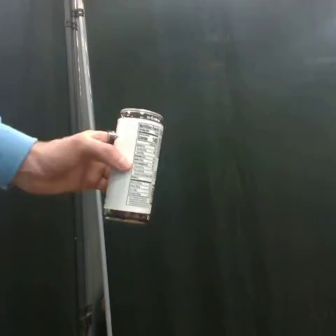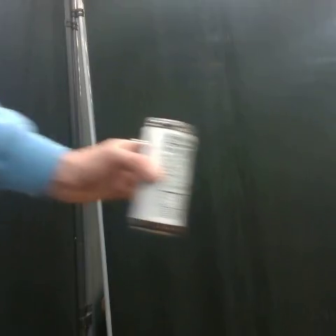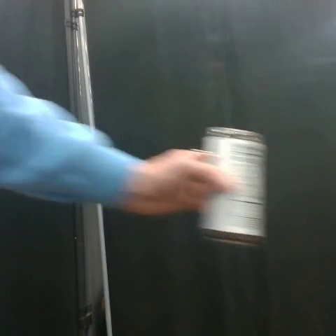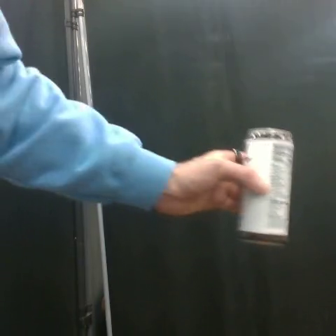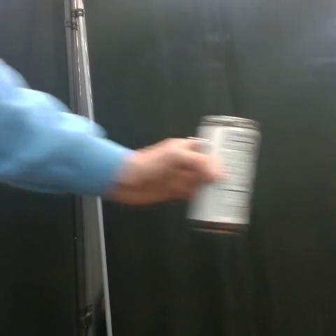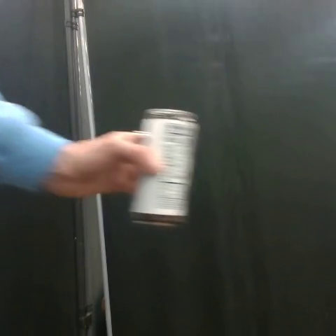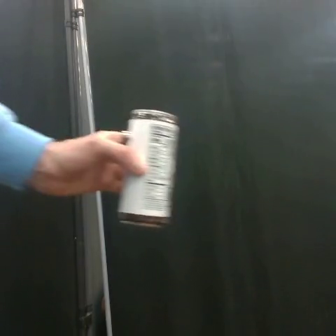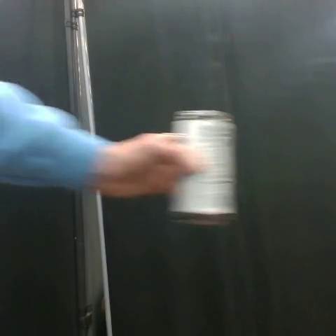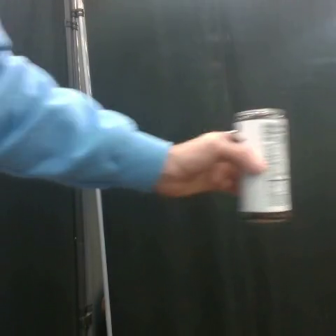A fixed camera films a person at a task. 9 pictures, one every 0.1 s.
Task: shake the coffee can.
Motion: move to the right and to the left 2 times.
0.0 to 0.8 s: The hand goes to the right.
